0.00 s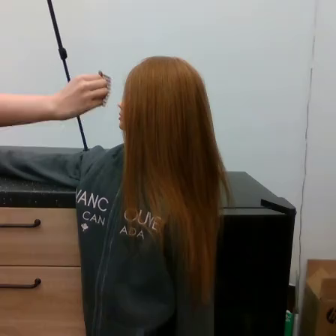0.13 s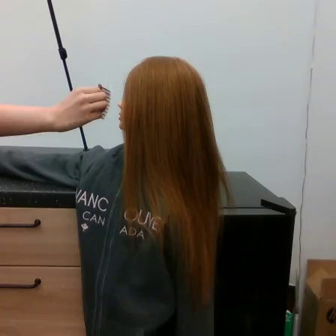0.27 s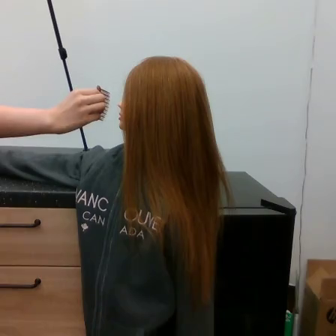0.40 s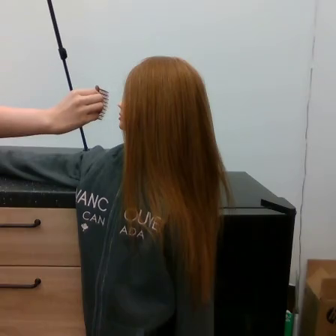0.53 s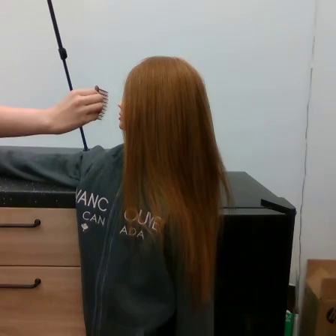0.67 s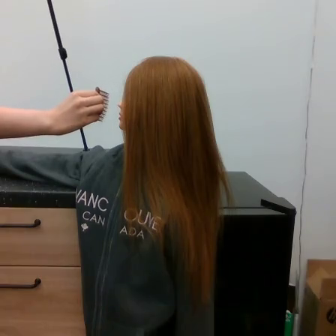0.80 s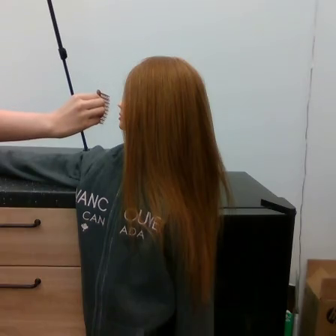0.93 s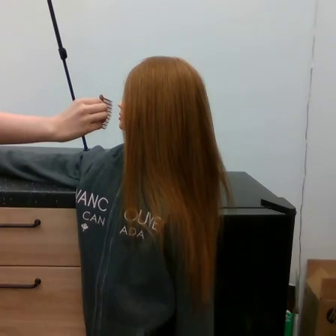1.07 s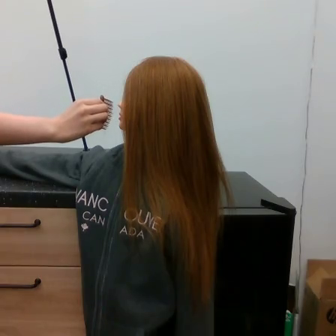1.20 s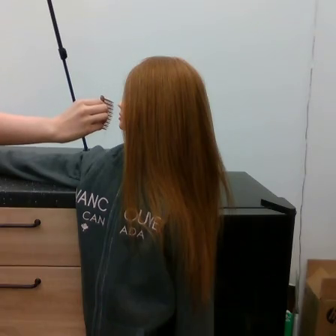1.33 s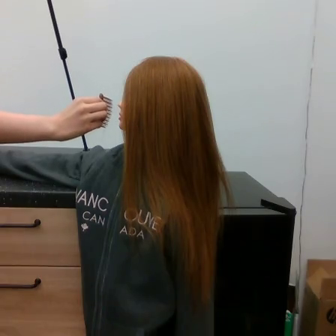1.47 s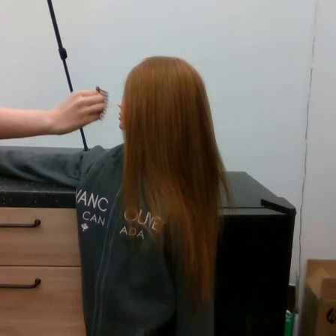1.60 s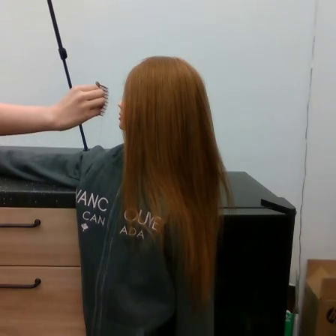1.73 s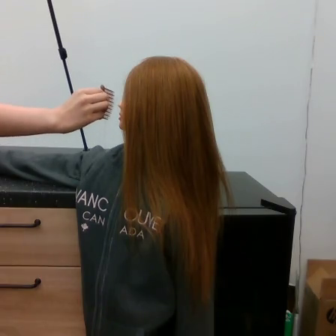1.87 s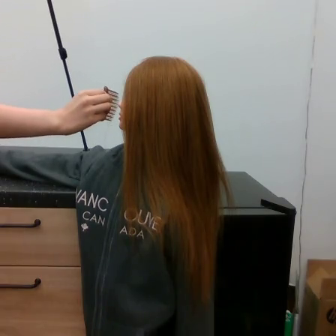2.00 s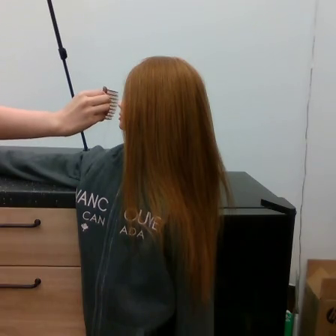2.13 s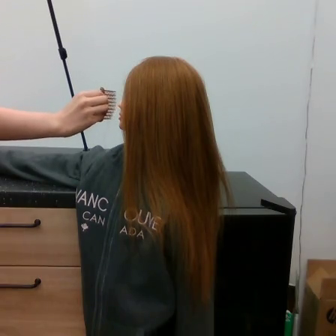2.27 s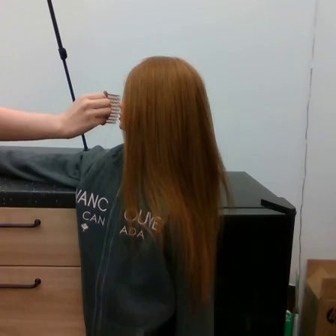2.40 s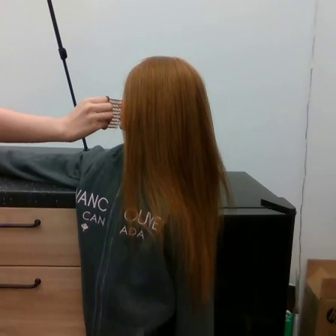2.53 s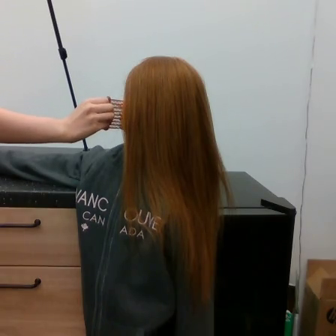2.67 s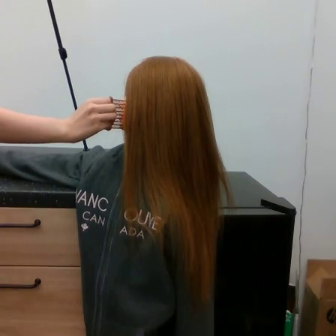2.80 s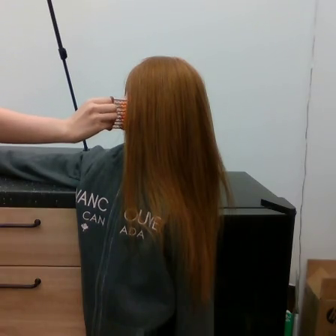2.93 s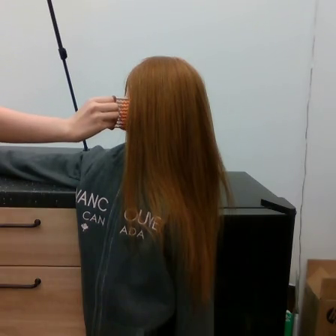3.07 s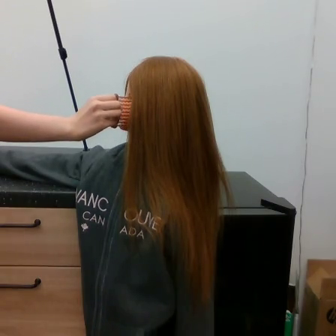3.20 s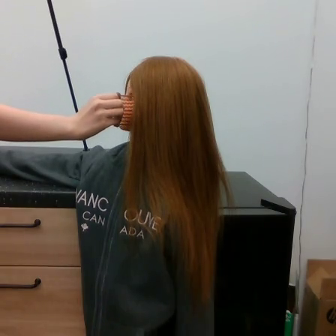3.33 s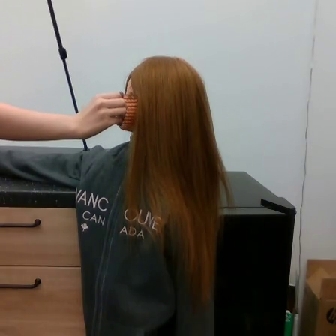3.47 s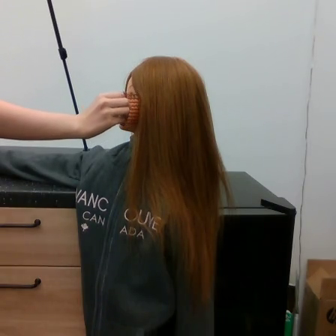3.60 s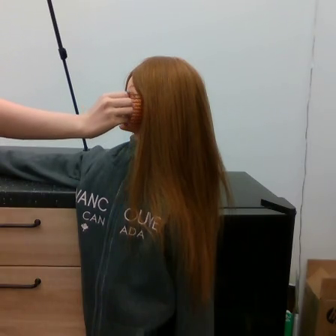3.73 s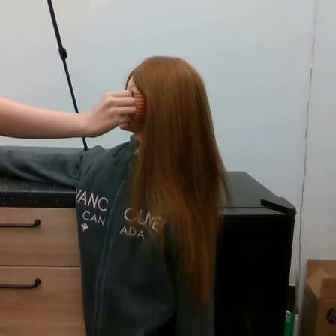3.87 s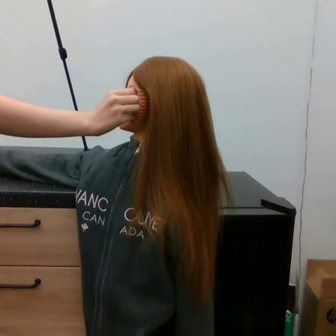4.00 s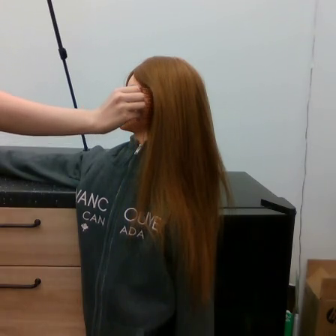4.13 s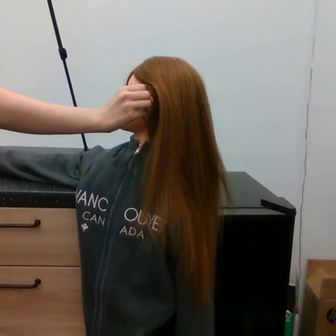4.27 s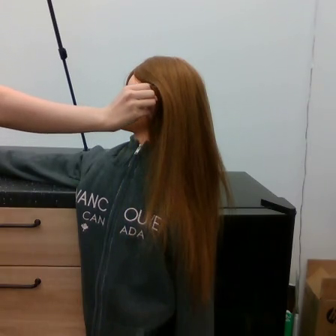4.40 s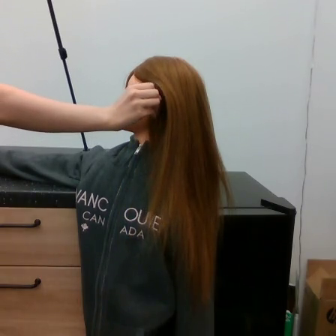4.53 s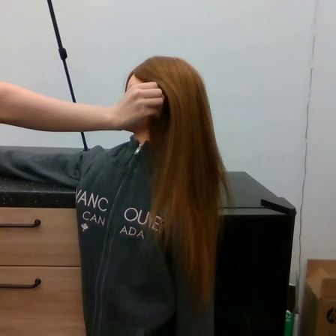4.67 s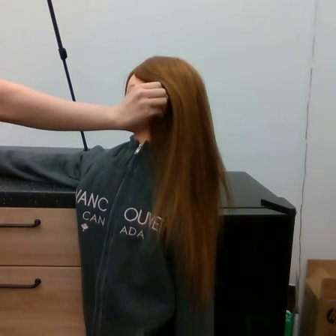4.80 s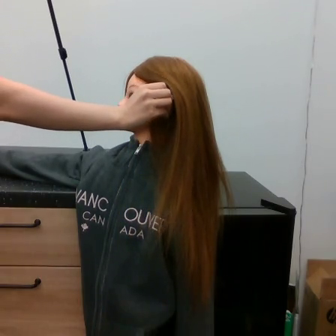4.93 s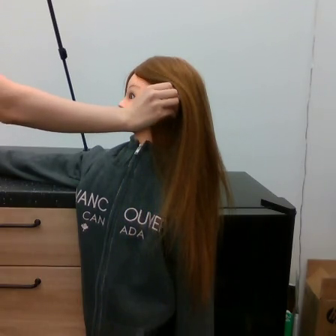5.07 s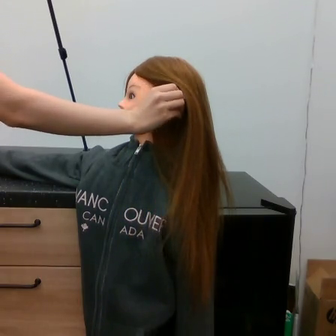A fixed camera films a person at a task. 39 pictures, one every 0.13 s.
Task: tidy side hair.
Motion: move downward, then move to the right.
0.00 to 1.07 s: The hand goes downward.
1.07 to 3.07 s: The hand moves only a little.
3.07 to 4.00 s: The hand goes to the right.
4.00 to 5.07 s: The hand goes to the right.
